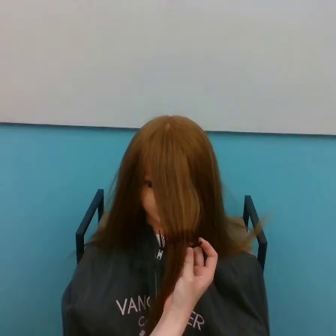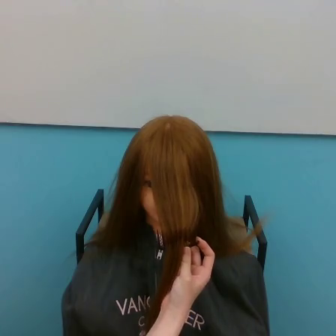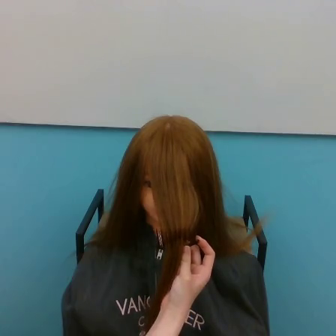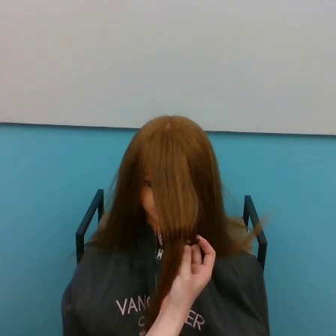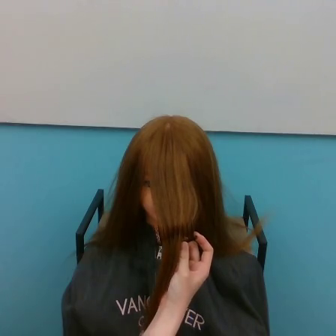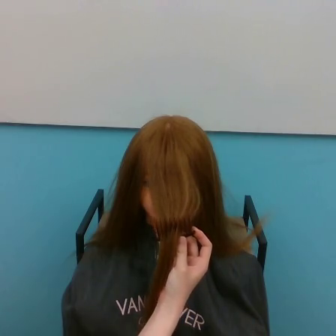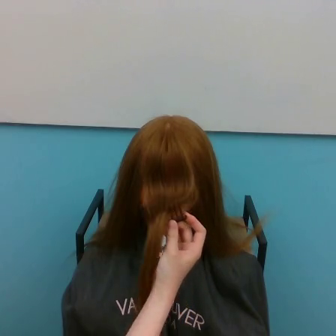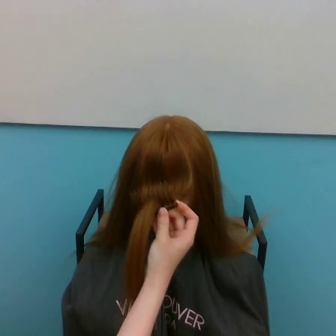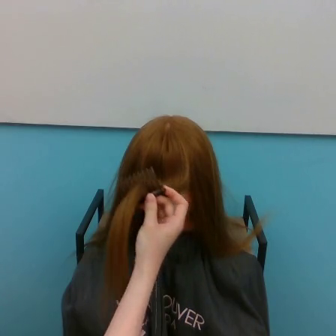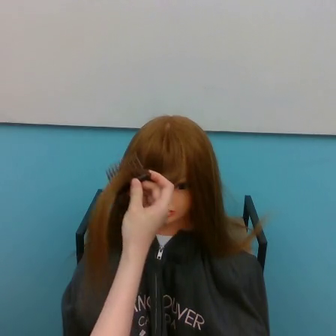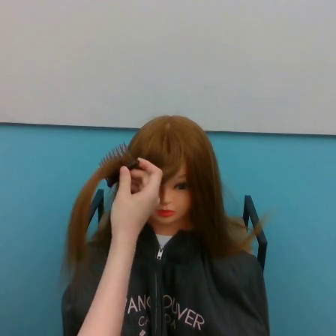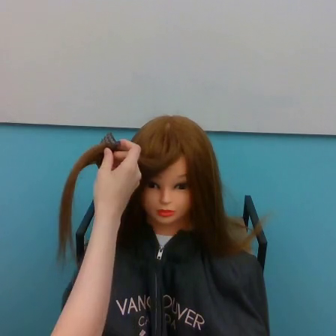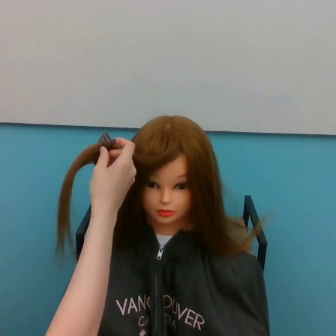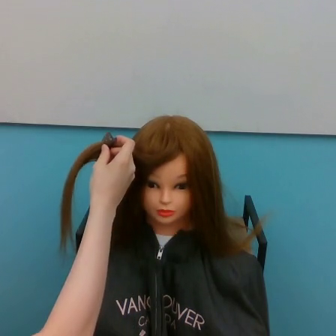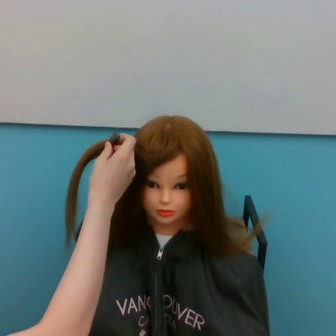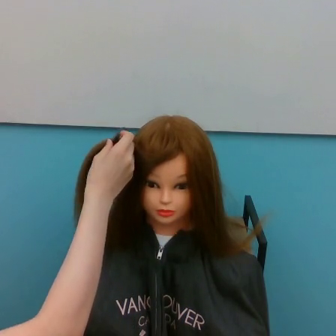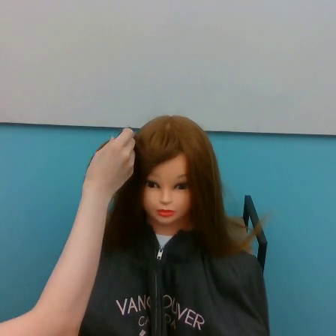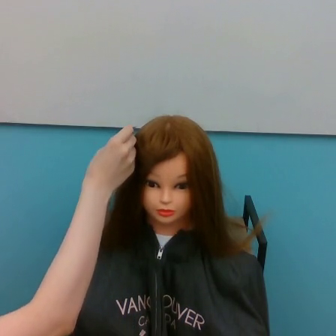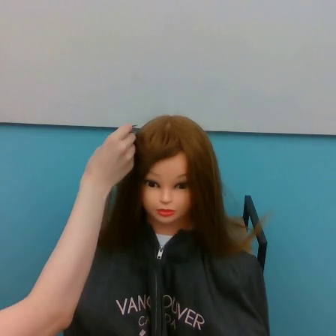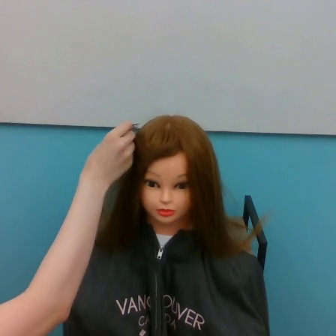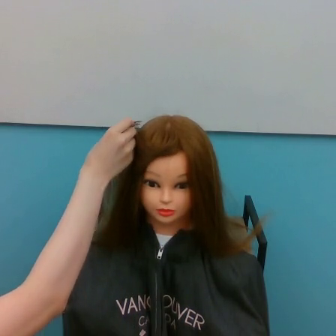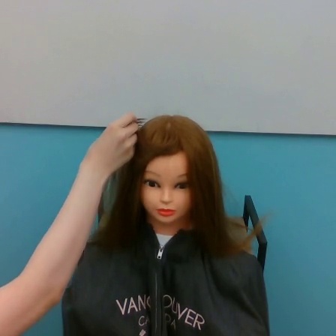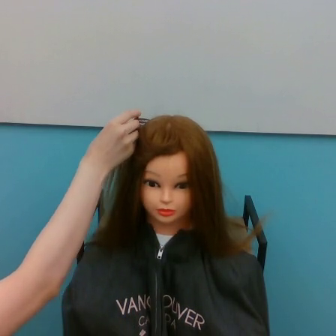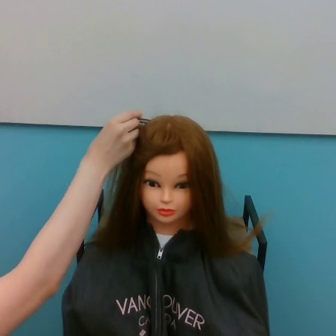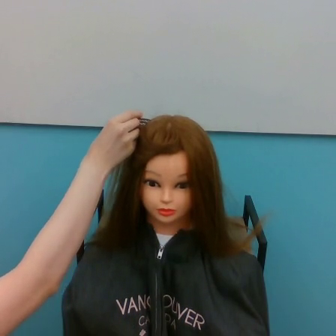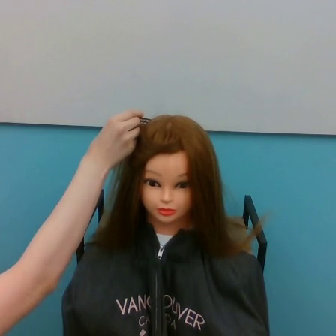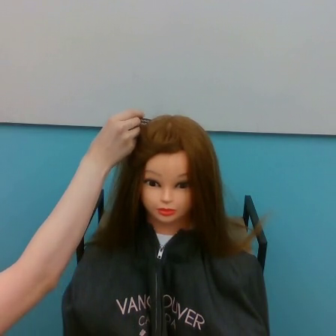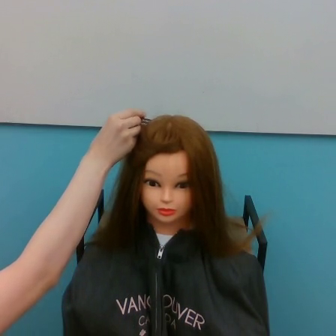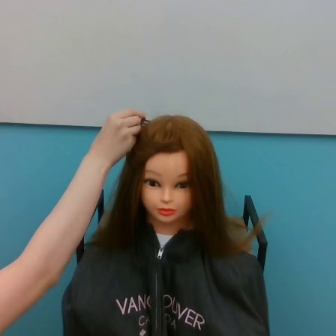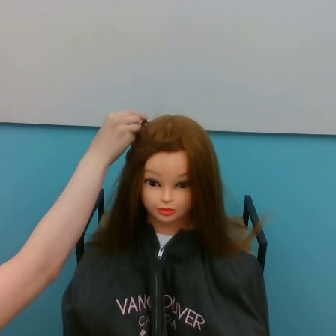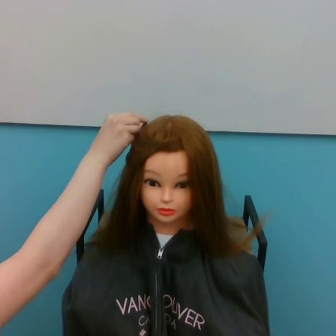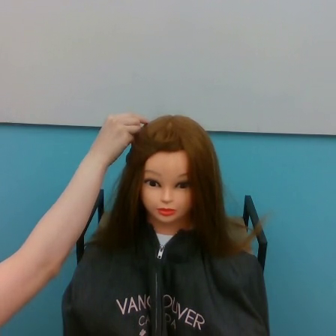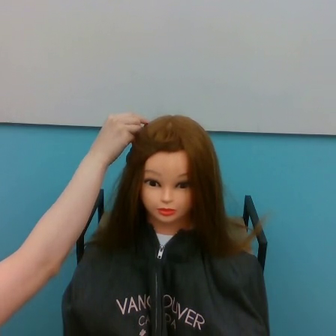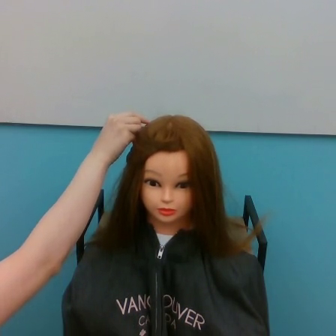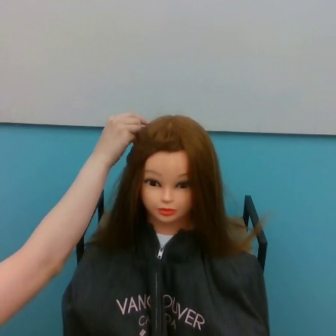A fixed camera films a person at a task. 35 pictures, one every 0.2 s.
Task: tidy front hair.
Motion: move upward and to the left, then move upward.
0.0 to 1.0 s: The hand moves only a little.
1.0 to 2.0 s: The hand goes upward and to the left.
2.0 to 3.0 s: The hand goes upward and to the left.
3.0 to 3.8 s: The hand moves only a little.
3.8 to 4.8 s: The hand goes upward.
4.8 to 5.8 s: The hand moves only a little.
5.8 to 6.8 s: The hand stays where it is.
